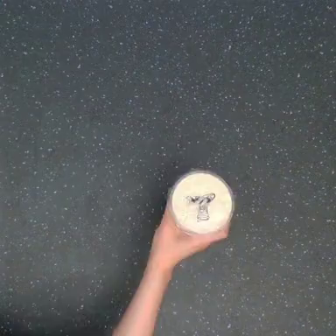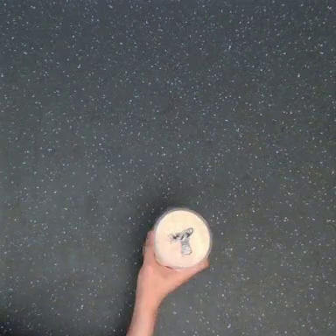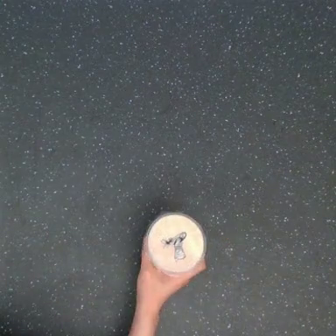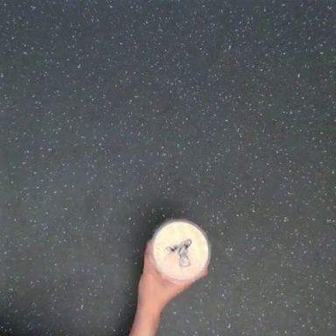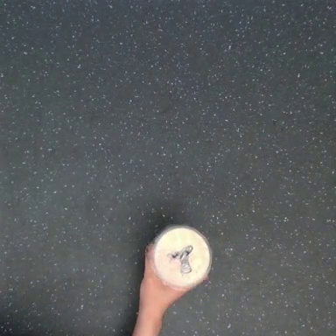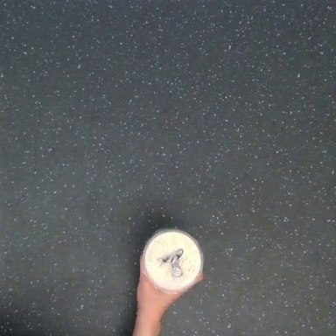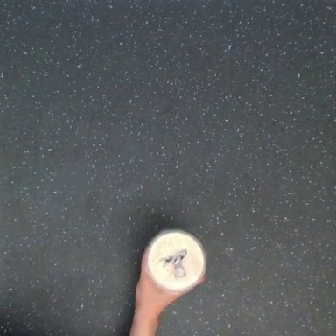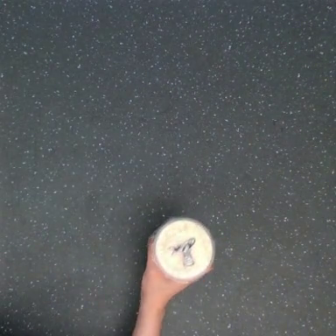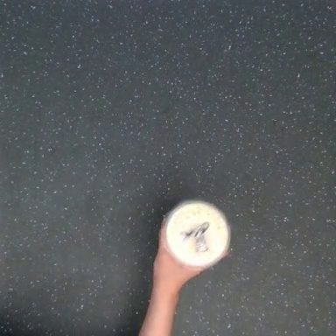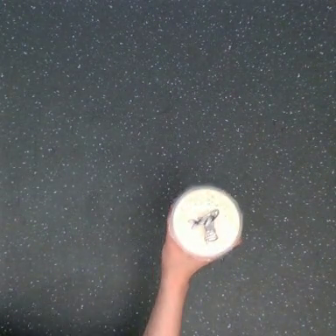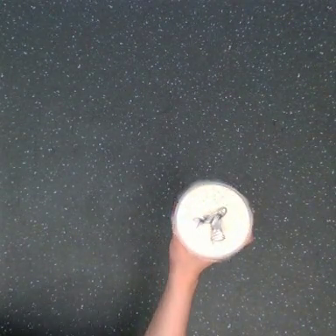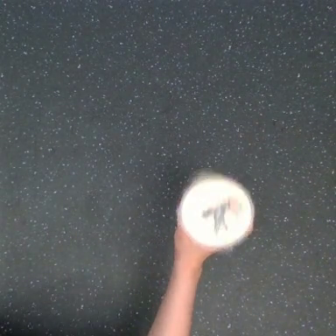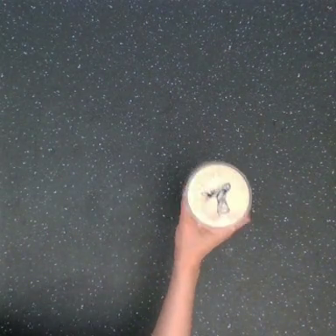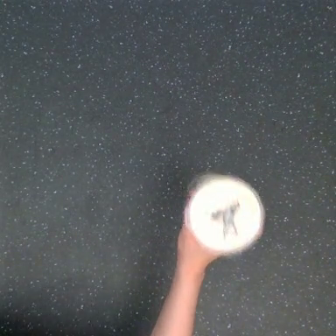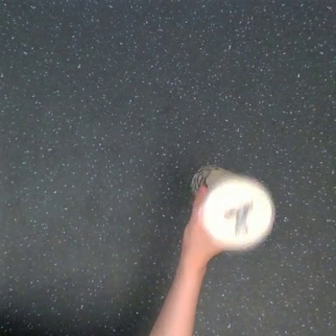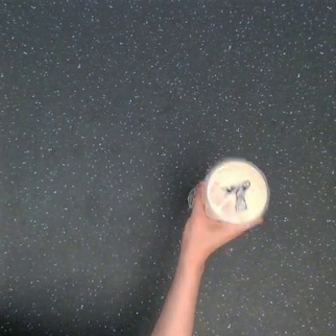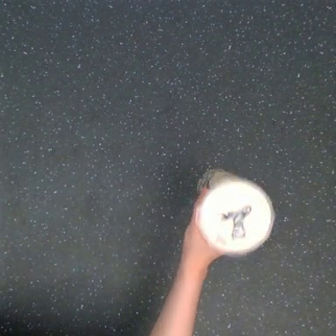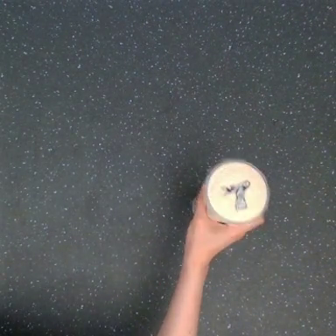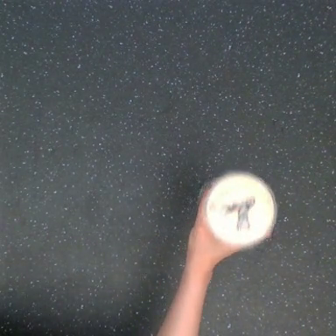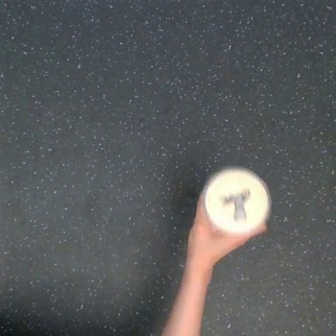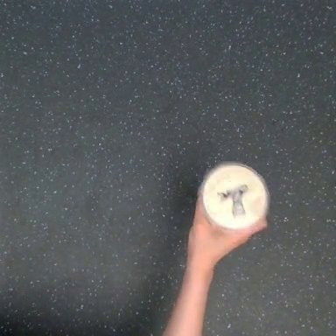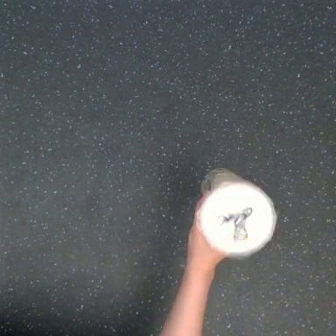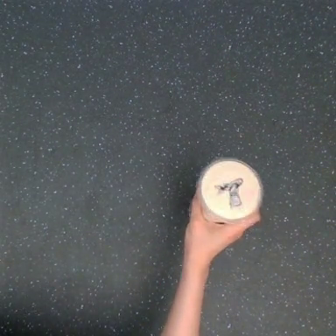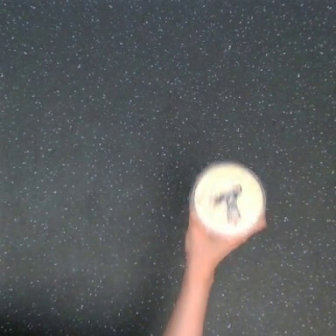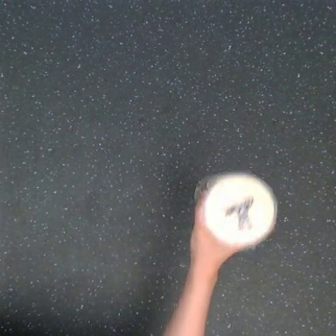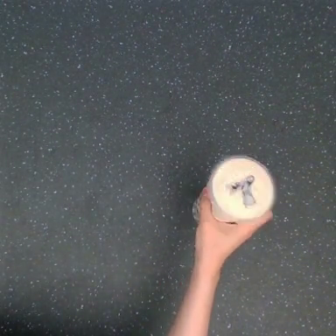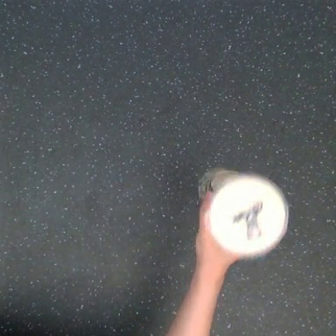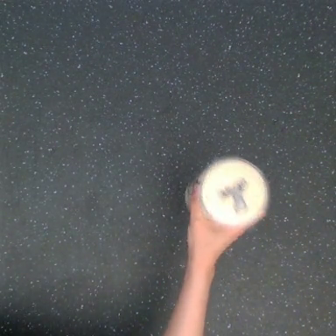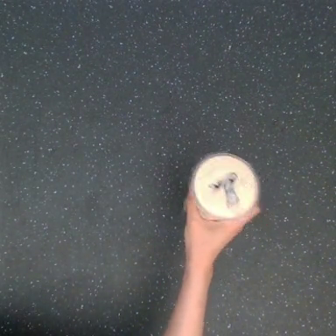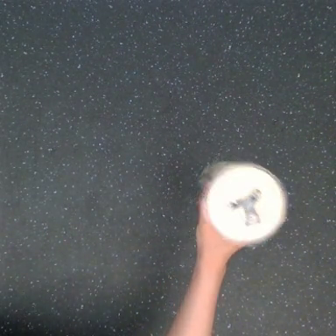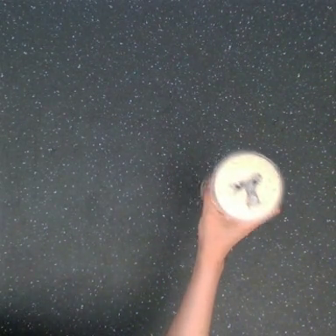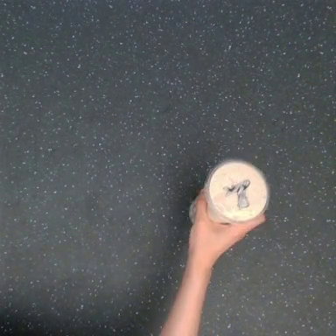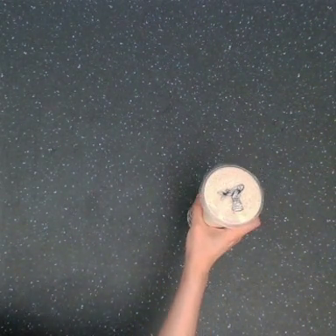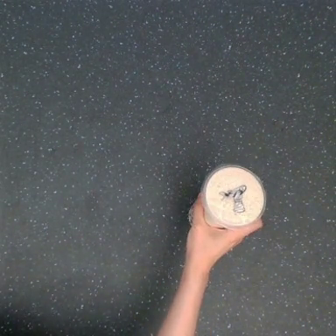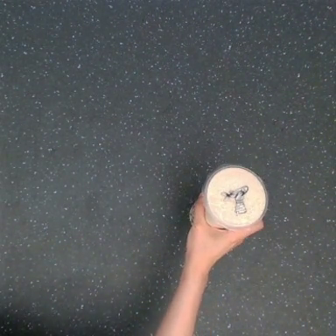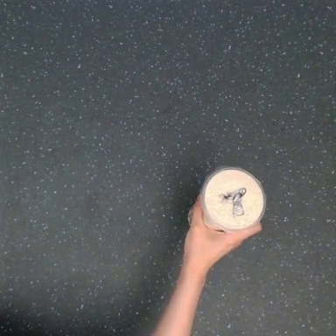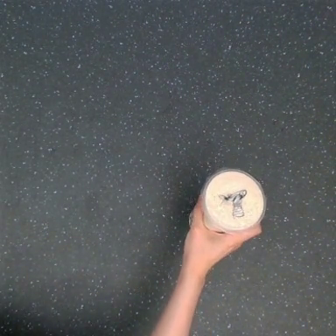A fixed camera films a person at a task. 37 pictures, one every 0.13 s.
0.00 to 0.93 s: The hand goes downward and to the left.
0.93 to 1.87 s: The hand goes upward and to the right.
1.87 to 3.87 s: The hand goes to the right.
3.87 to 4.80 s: The hand goes downward.
Task: shake the boba.
Motion: move up and down, repeating this sequence 8 times.
